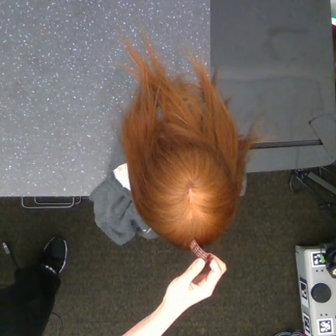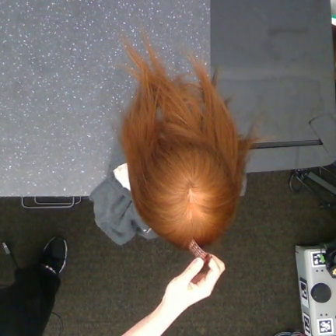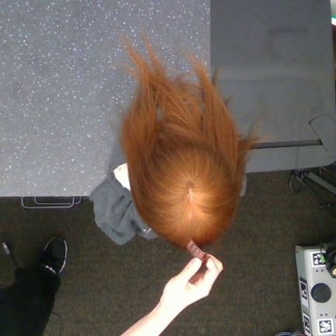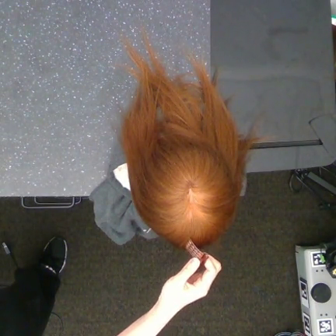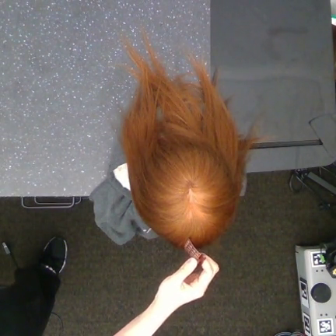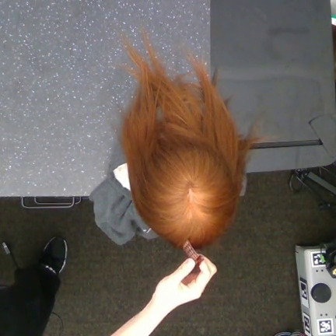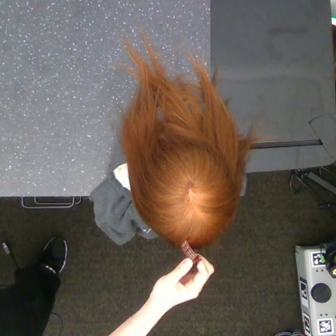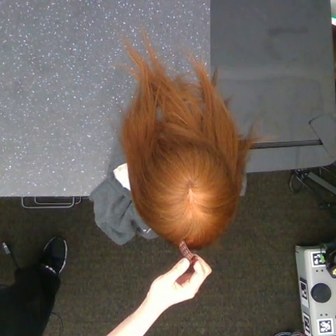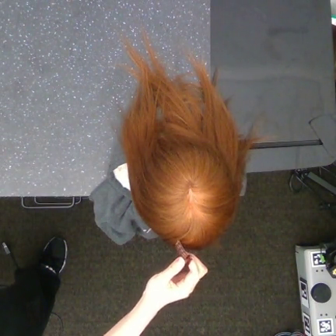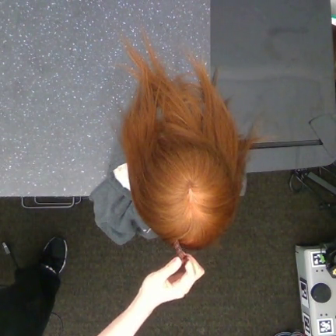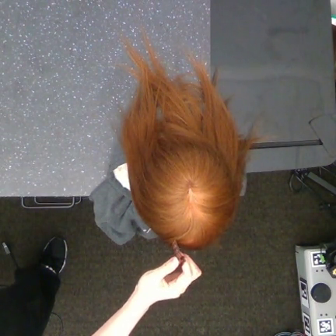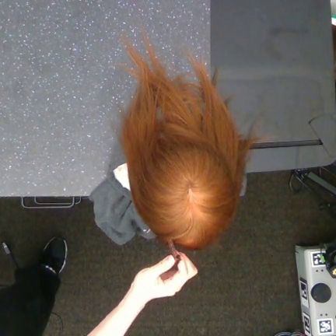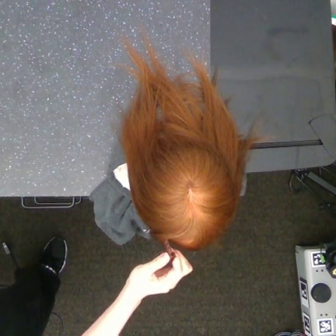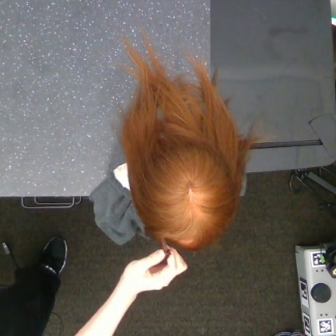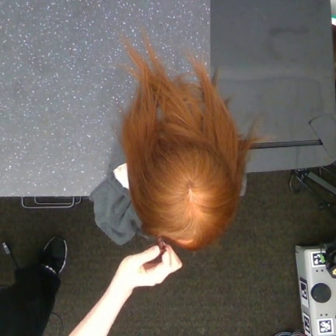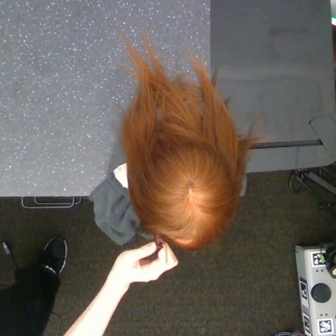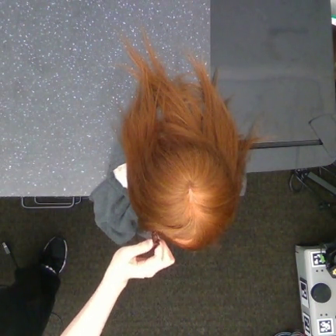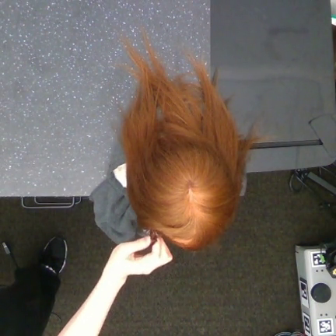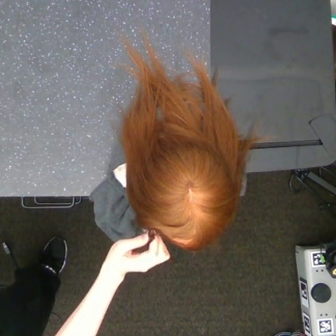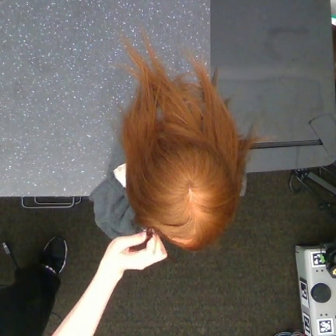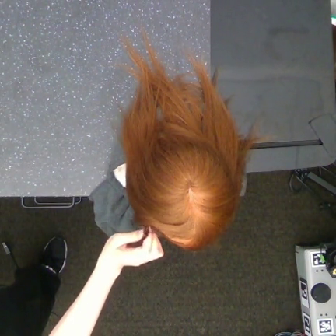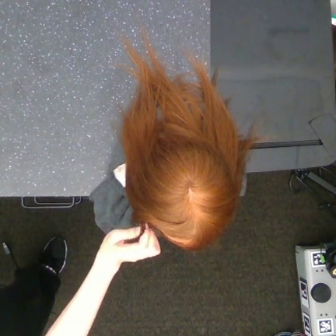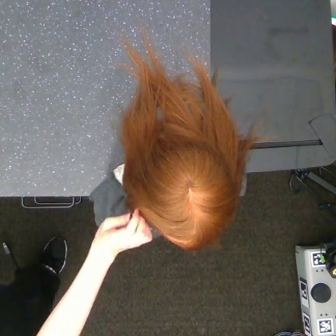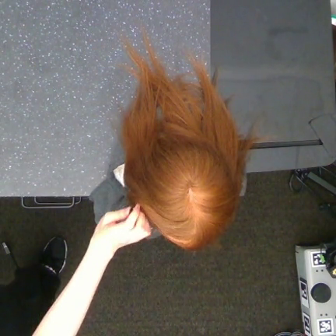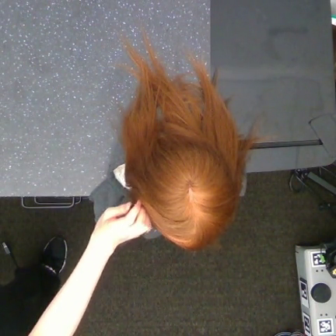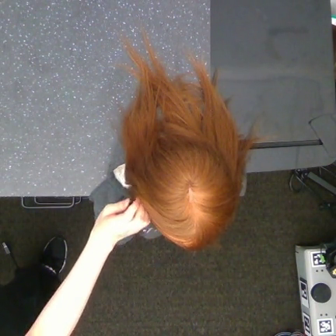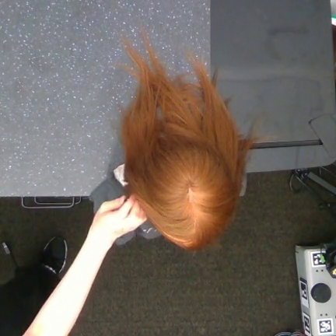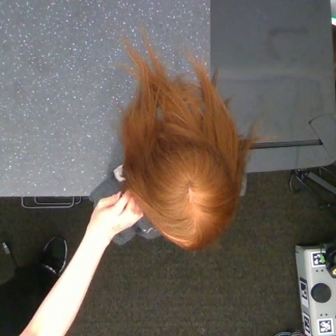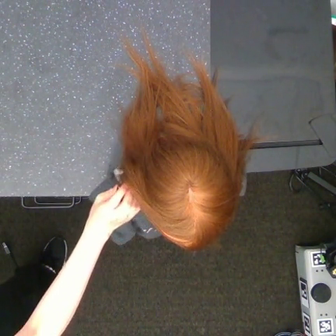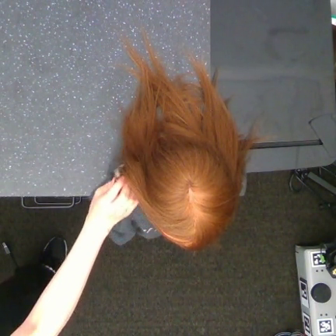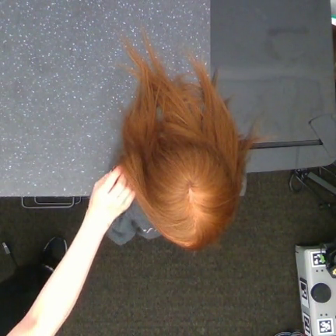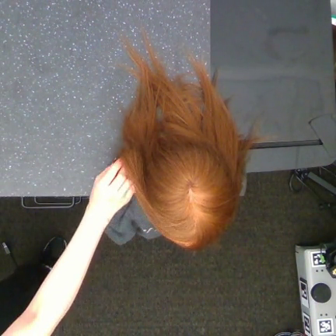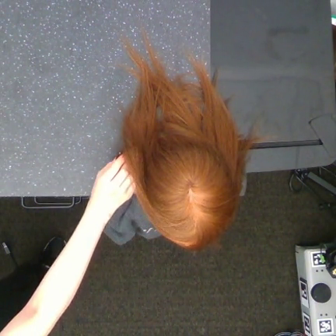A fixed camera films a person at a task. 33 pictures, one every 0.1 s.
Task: tidy front hair.
0.0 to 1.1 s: The hand goes to the left.
1.1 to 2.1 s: The hand goes to the left and upward.
2.1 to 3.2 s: The hand goes upward.
